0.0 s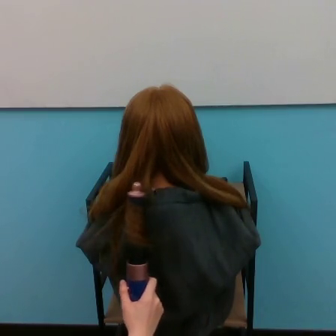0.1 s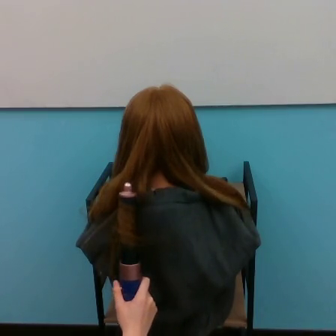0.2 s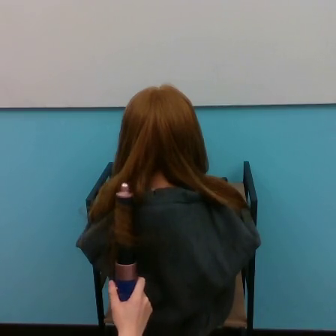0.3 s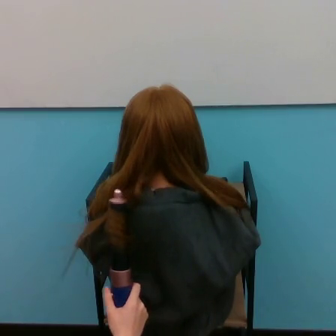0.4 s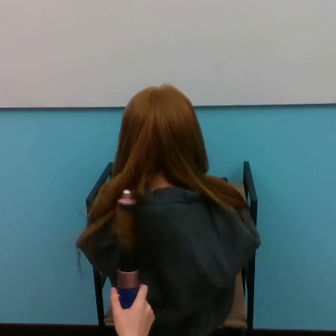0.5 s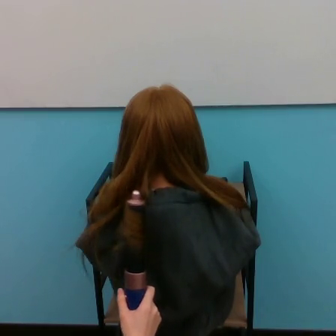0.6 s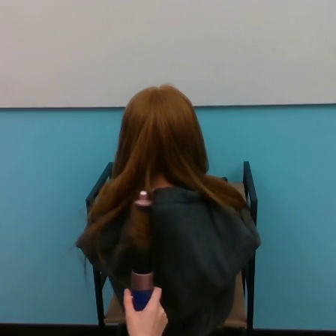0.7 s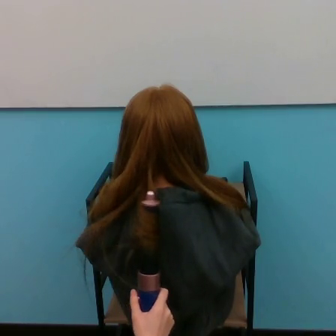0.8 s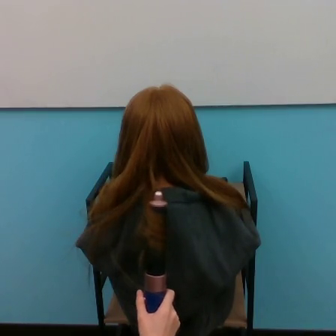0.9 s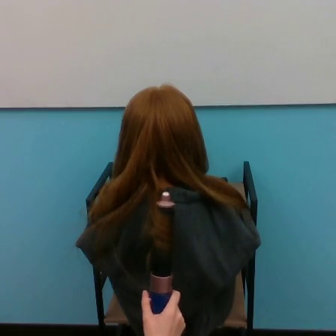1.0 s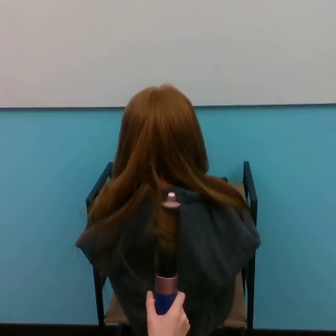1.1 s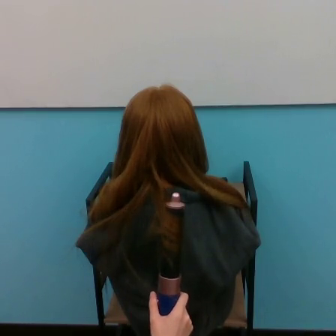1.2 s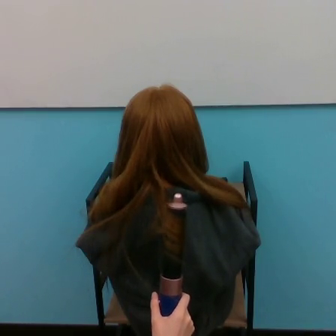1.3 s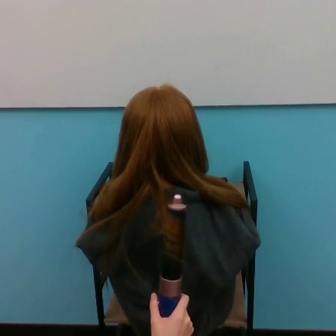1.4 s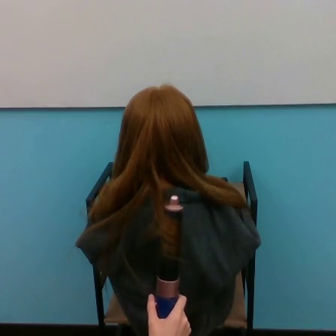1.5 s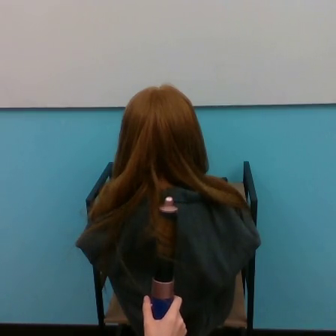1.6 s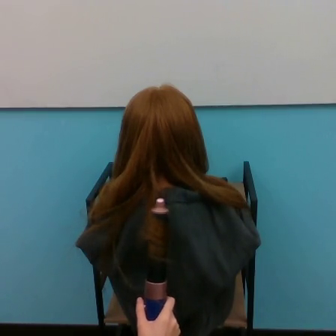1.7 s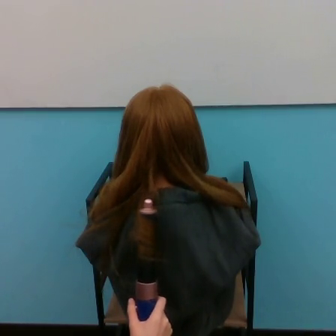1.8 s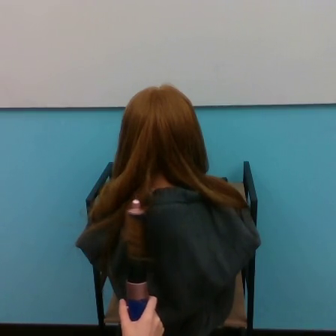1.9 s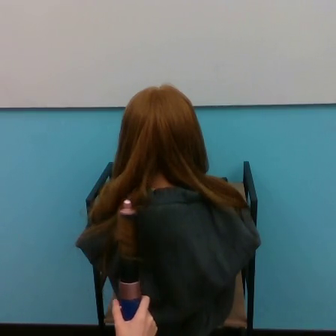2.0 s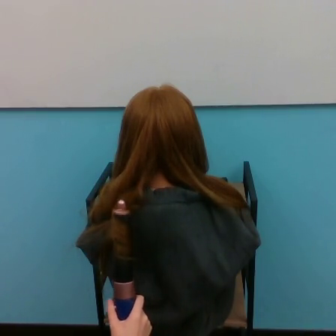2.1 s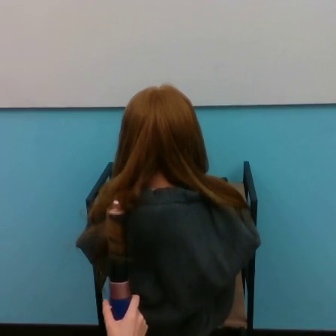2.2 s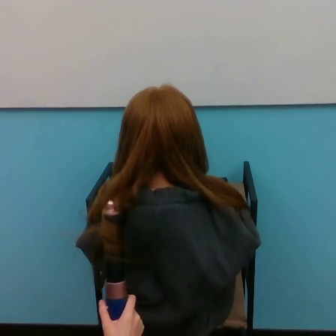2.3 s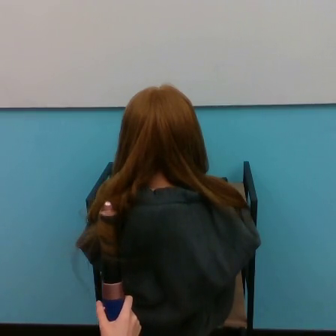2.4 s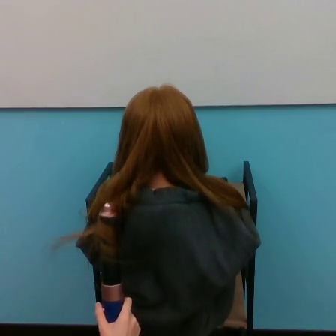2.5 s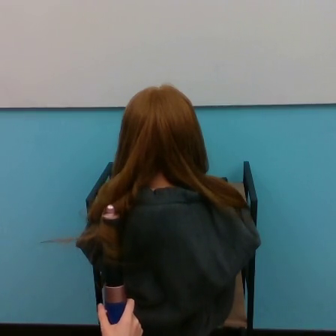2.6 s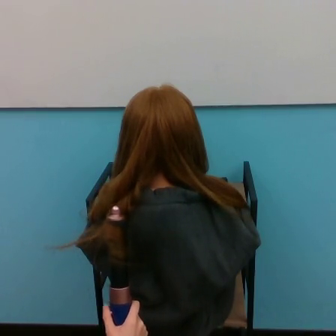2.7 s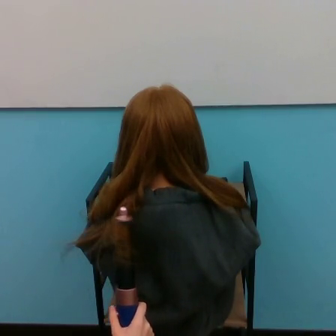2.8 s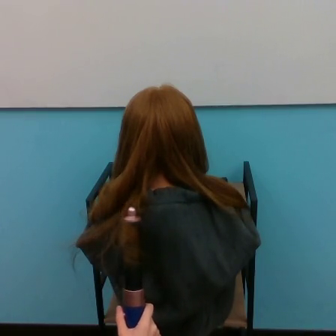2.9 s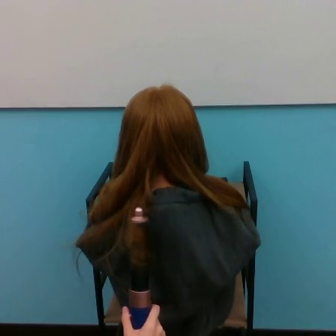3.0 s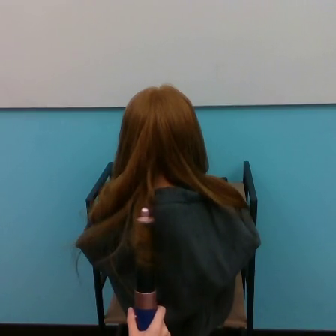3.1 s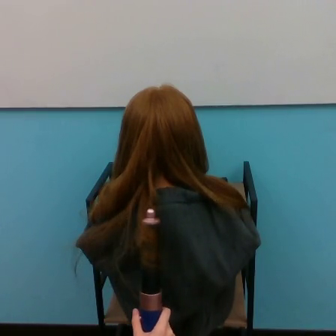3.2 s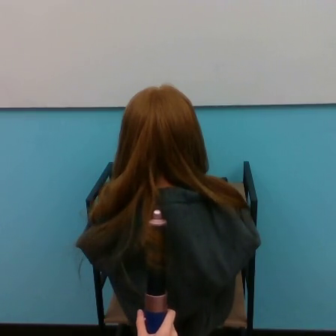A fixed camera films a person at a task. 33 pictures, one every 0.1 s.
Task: curl hair.
0.0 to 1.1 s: The hand goes to the left, then to the right, on a counterclockwise arc.
1.1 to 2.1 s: The hand goes to the right and downward.
2.1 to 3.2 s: The hand goes to the left.
